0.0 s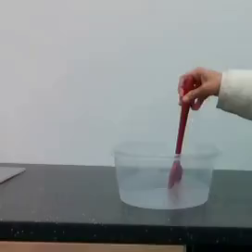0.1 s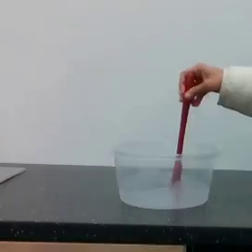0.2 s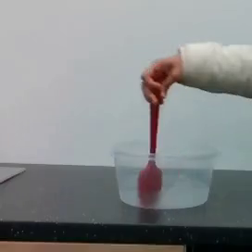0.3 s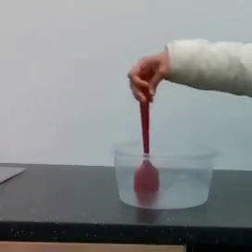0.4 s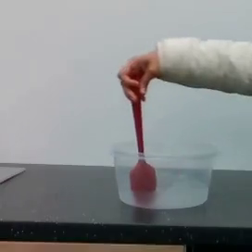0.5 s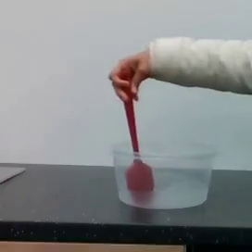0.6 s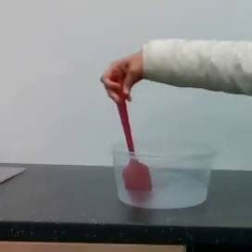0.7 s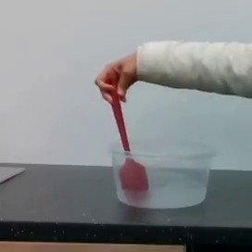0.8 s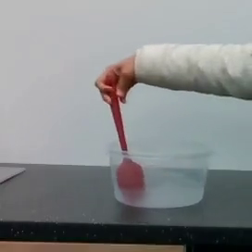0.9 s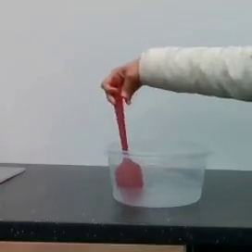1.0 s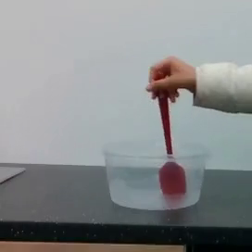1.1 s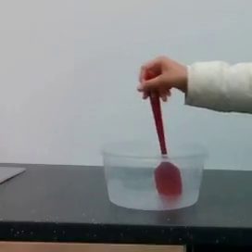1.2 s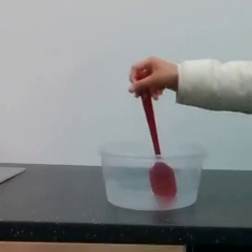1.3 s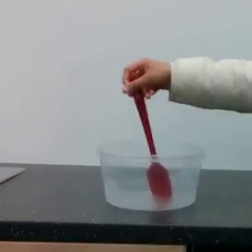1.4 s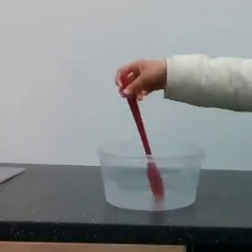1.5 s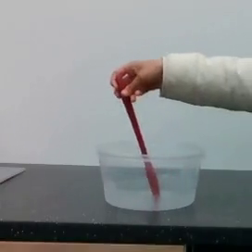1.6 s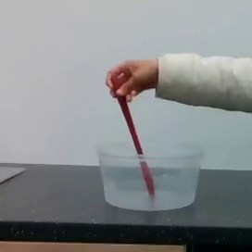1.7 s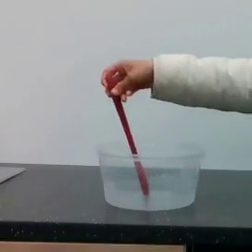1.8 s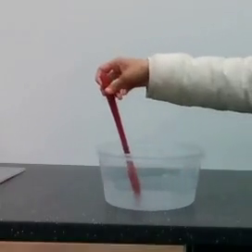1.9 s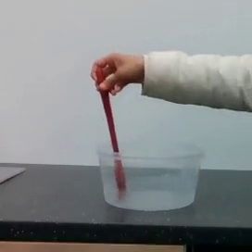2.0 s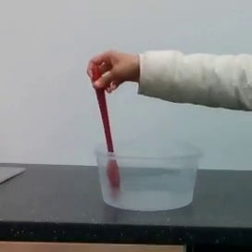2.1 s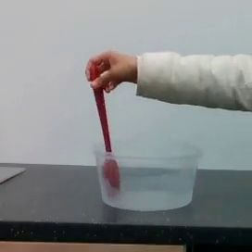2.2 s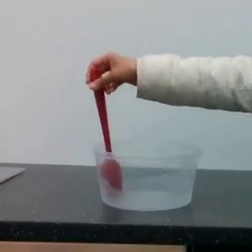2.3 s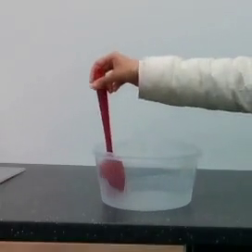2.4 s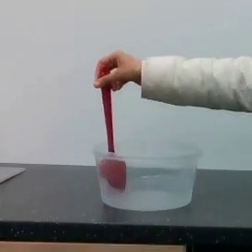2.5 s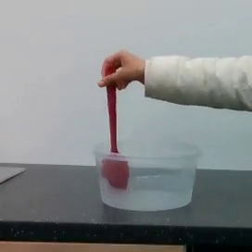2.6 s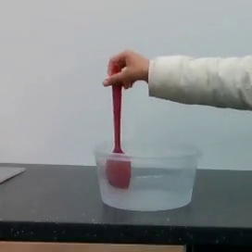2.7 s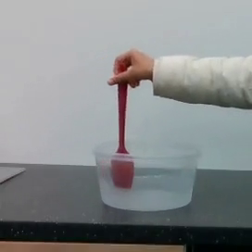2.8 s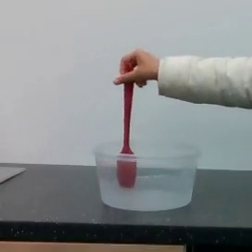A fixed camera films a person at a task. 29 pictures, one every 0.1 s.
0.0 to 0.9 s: The hand goes to the left.
0.9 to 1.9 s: The hand goes to the right, then to the left.
1.9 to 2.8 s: The hand goes to the right.
Task: stir.
Motion: move to the left and move to the right, repeating this sequence 2 times.
